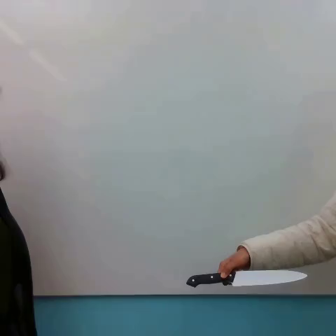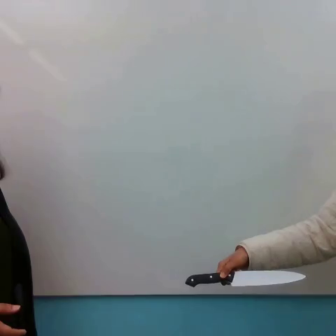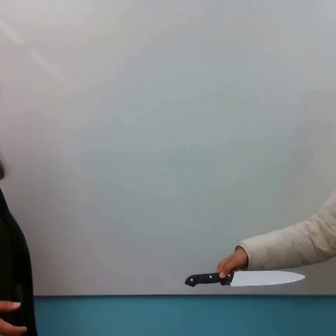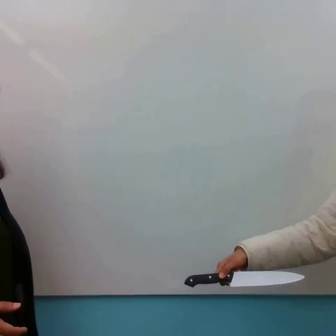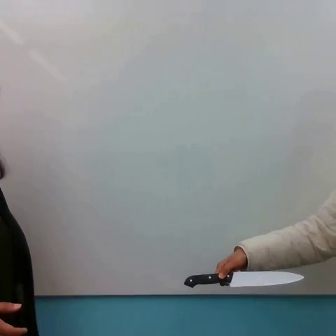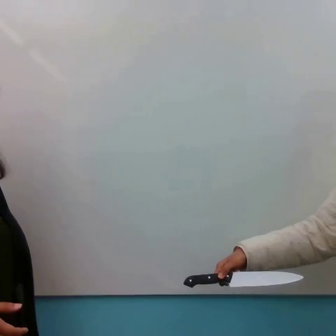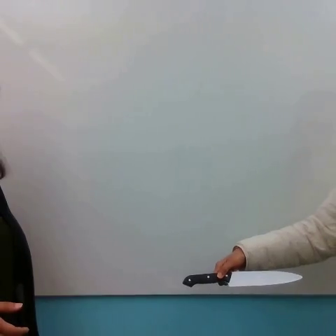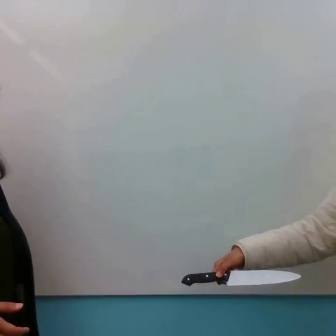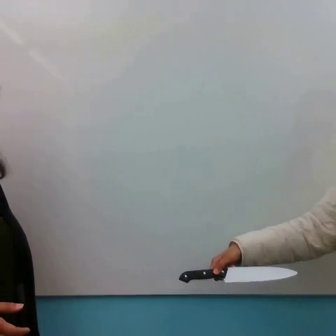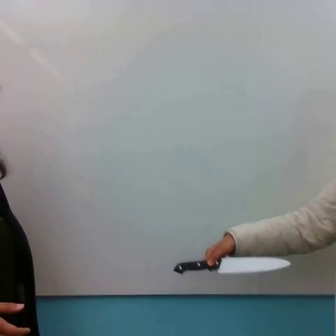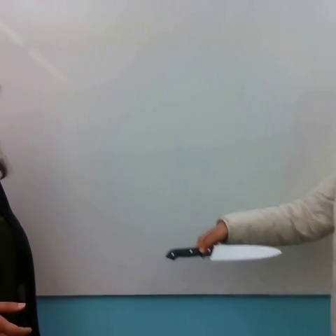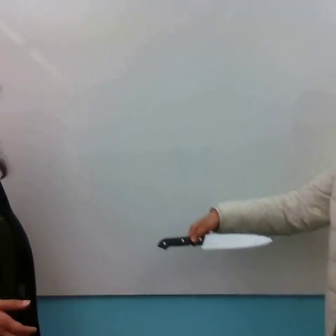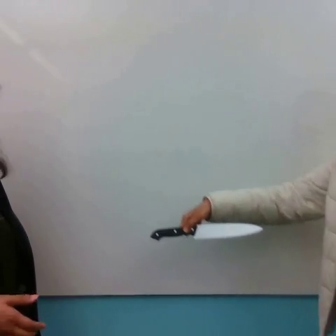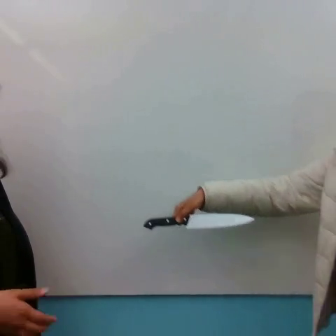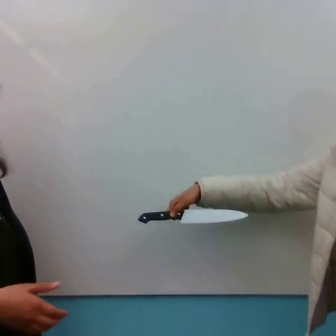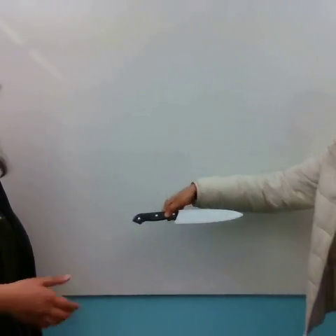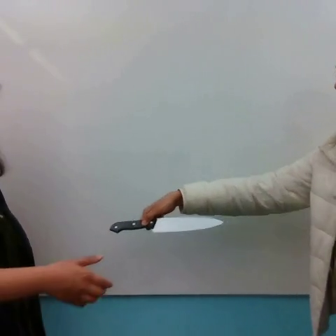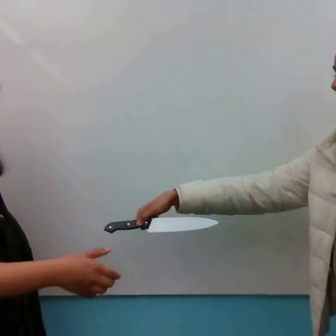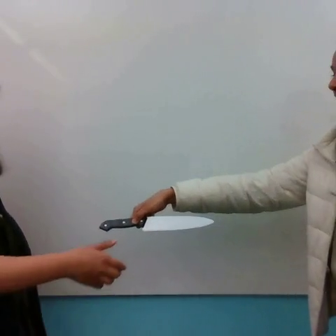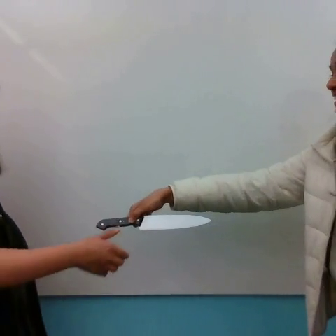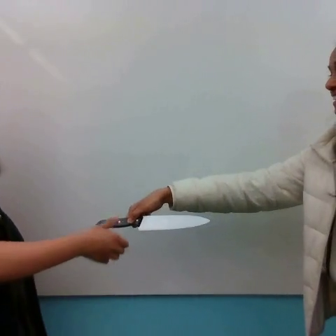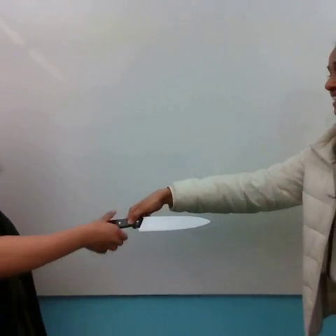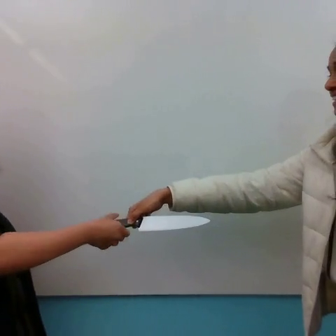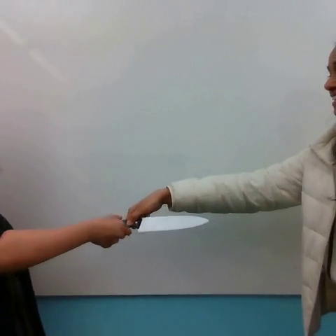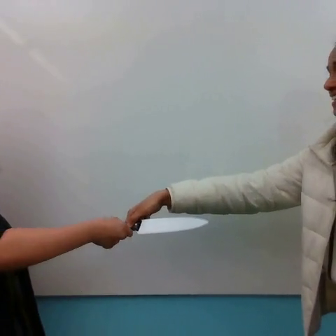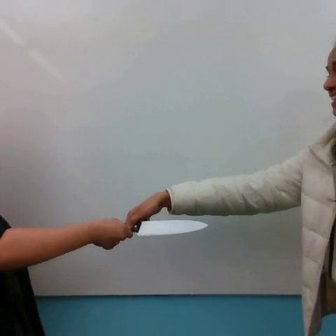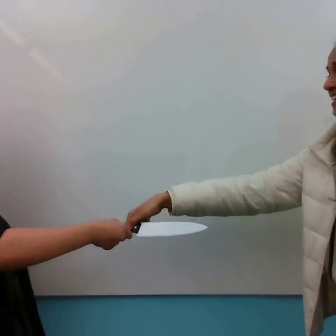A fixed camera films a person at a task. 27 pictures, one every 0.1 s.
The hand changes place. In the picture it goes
to the left.
0.0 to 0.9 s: The hand goes upward.
0.9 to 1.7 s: The hand goes to the left and upward.
1.7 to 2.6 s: The hand goes to the left and downward.
Task: handover knife.
Motion: move upward and to the left, then move to the left.
